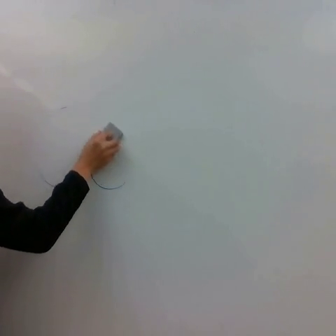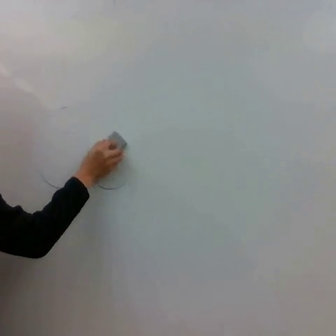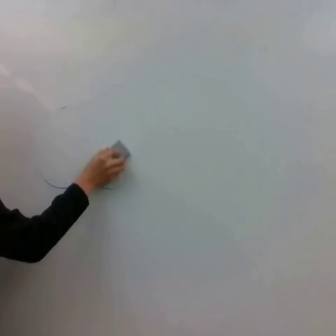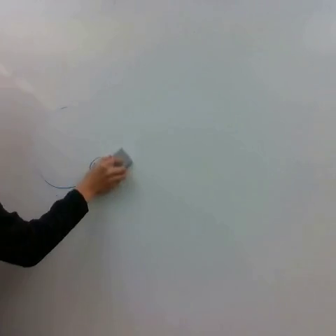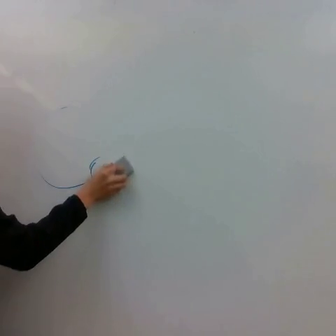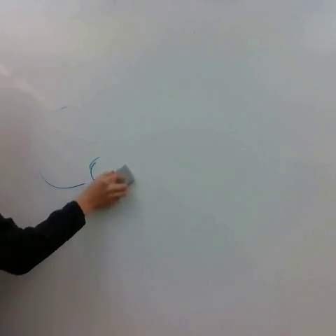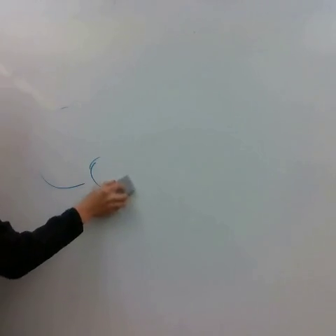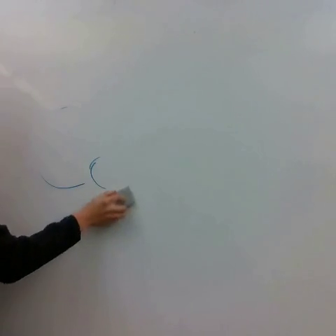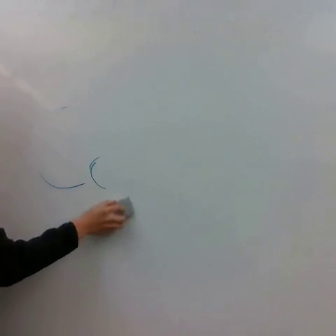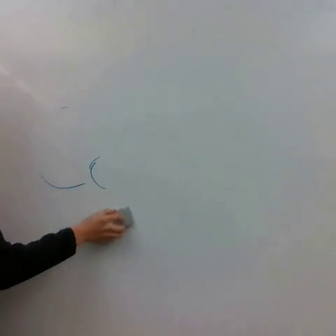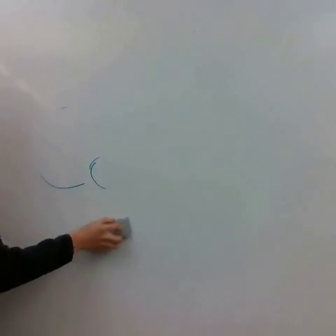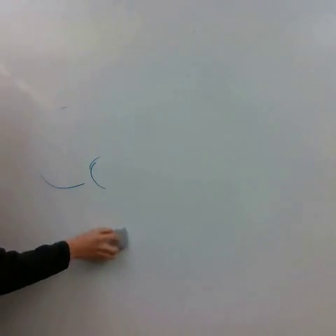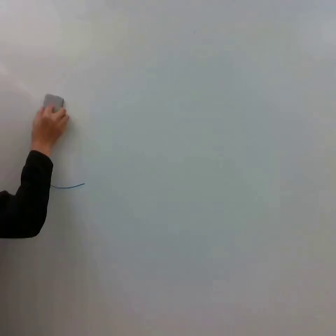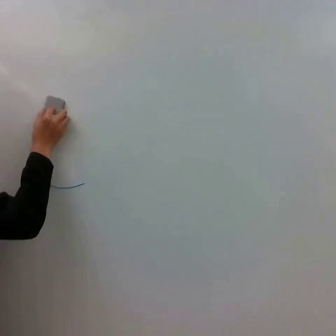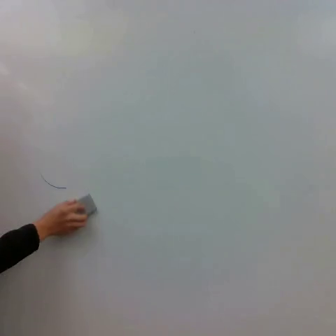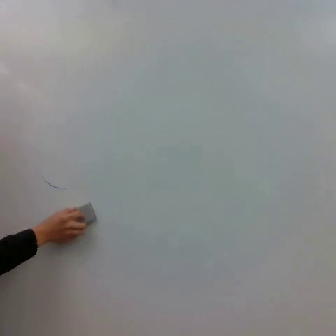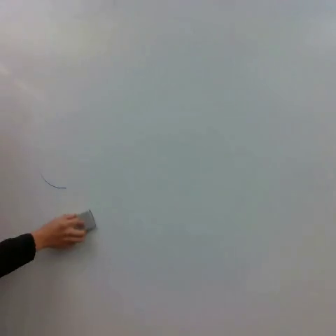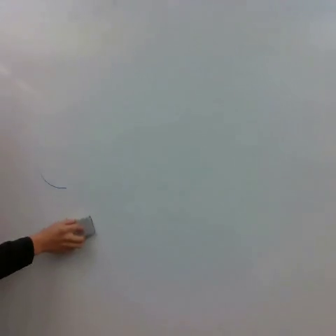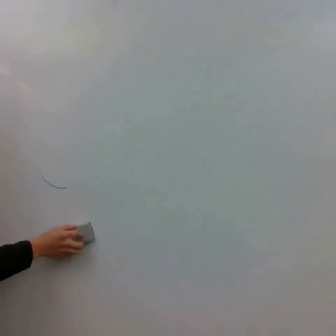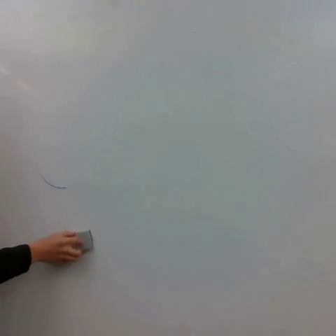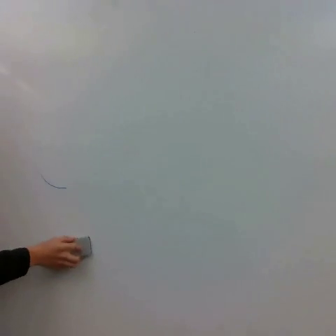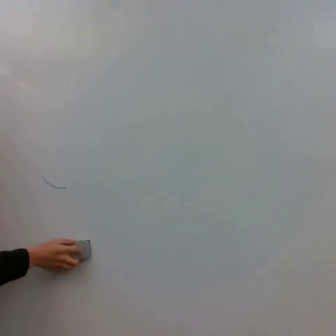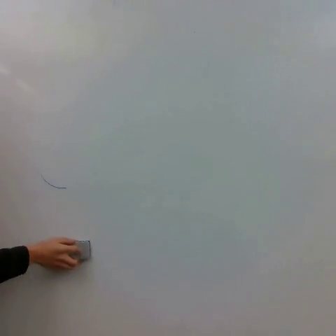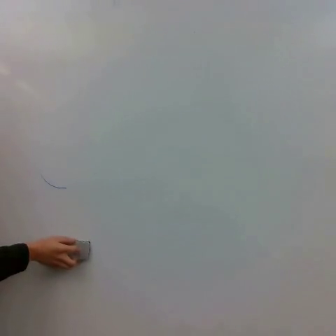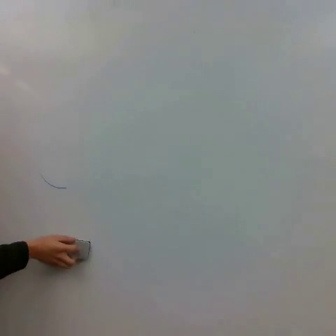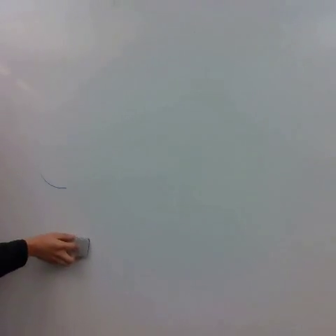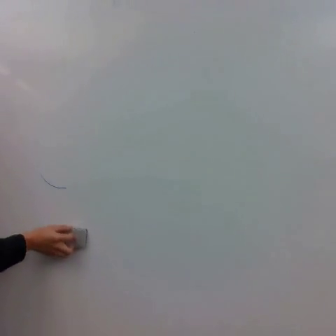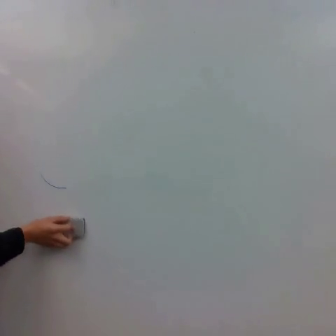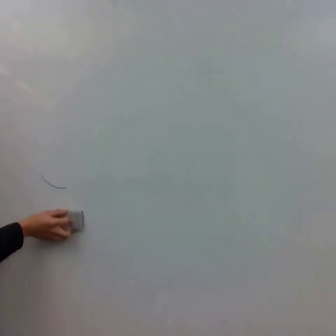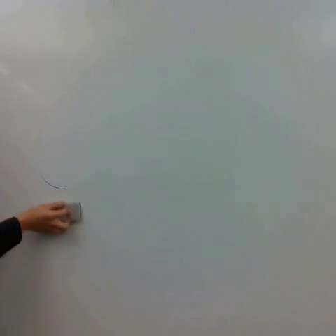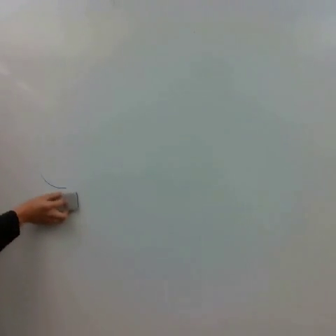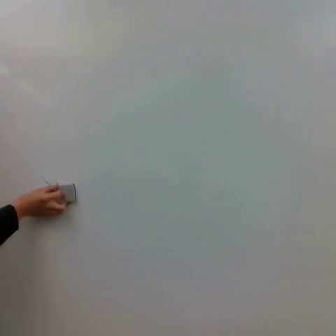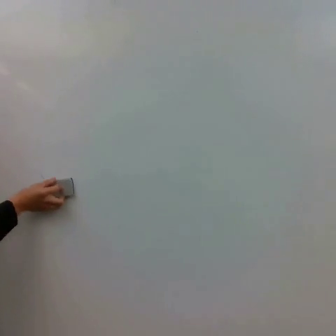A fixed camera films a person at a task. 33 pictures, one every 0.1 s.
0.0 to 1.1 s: The hand goes downward.
1.1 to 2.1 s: The hand goes upward and to the left, then downward.
2.1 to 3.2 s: The hand goes upward.
Task: erase whiteboard.
